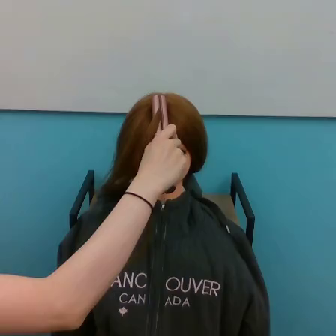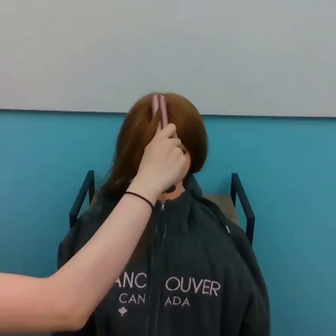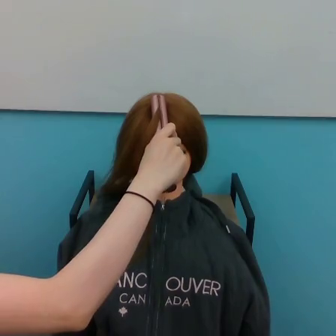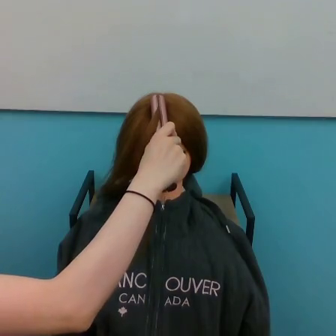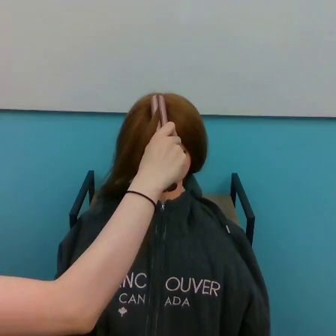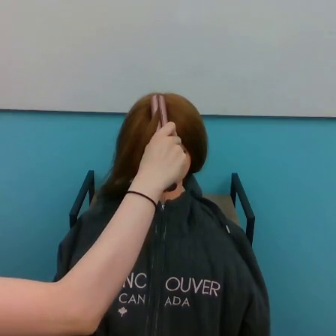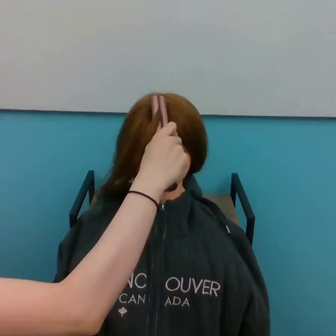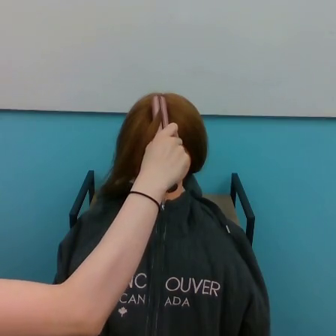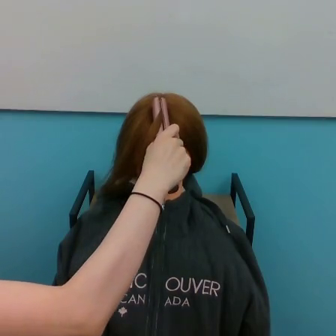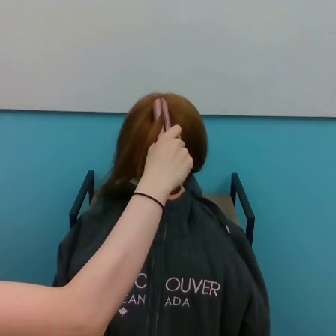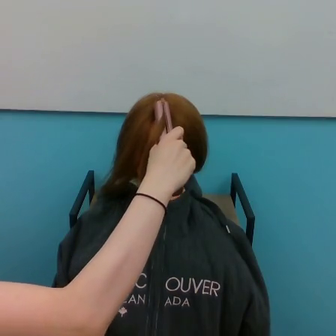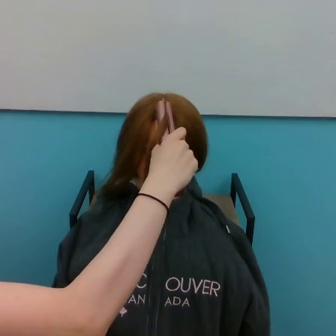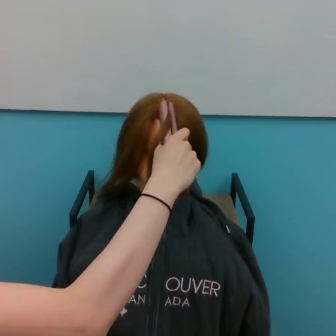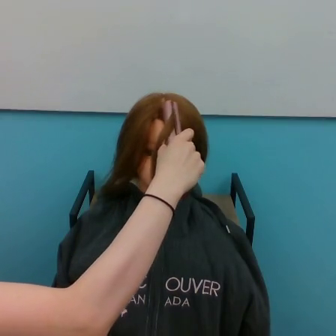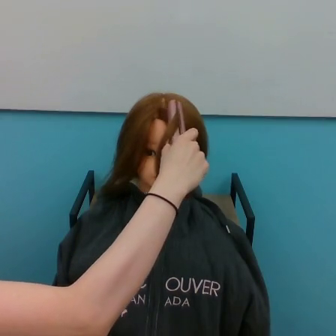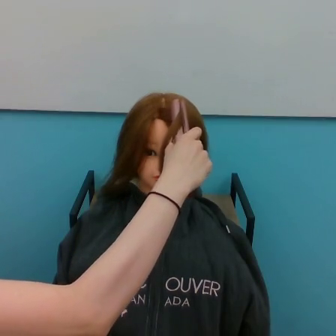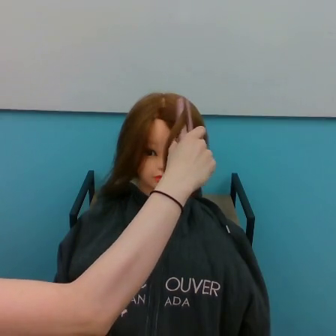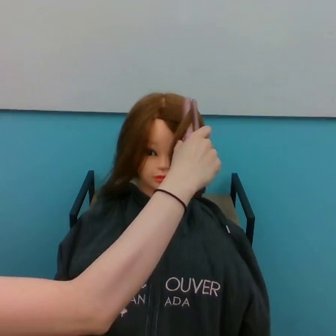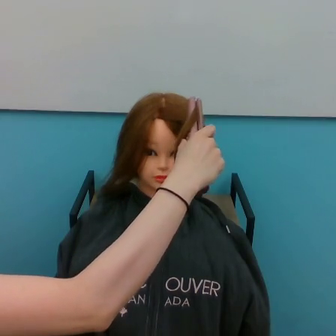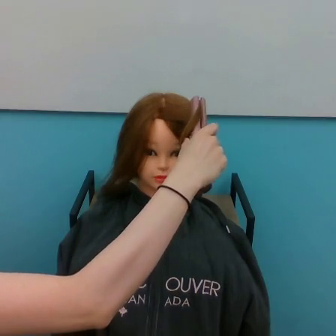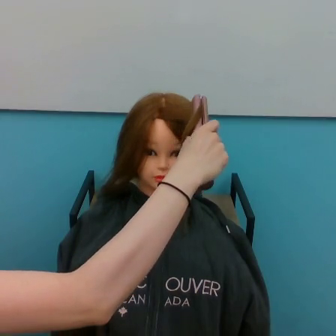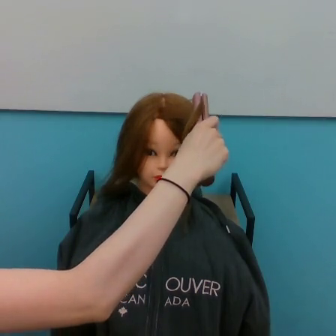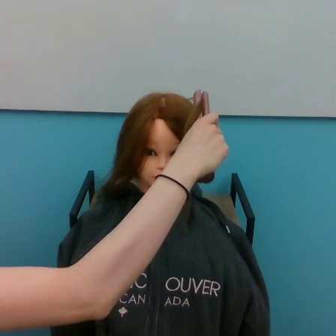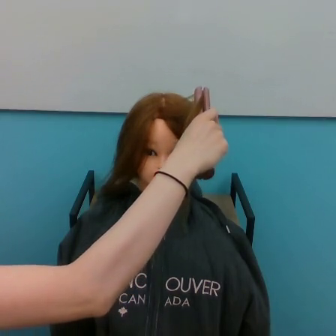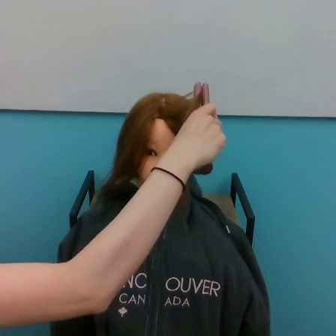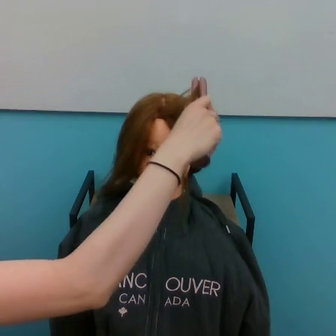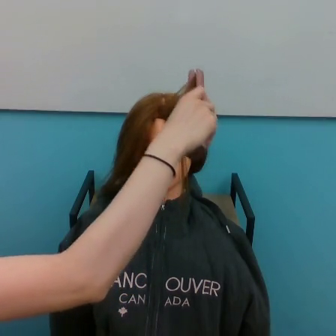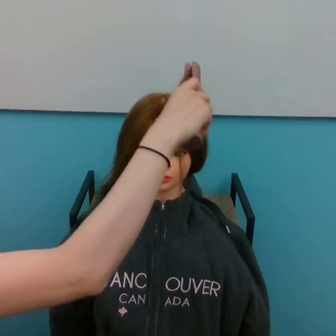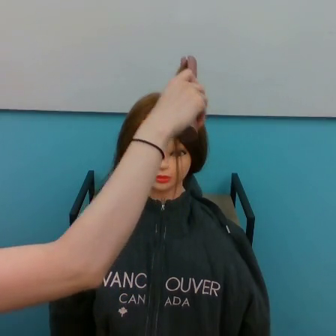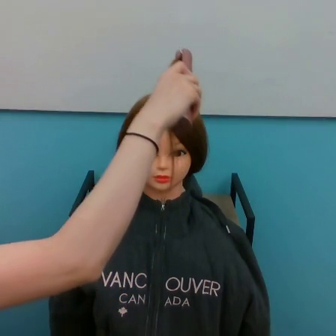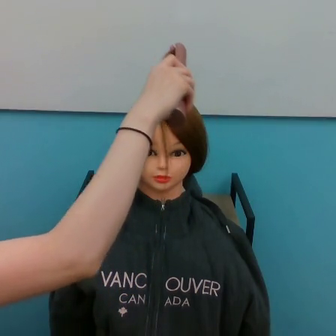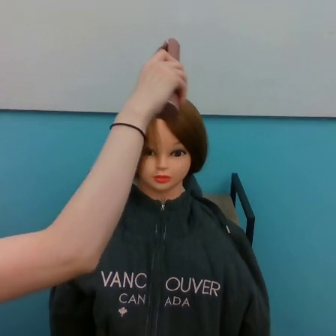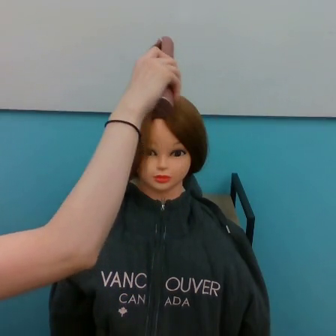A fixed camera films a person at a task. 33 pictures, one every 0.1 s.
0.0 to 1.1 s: The hand moves only a little.
1.1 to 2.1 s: The hand goes to the right.
2.1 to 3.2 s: The hand goes upward and to the left.
Task: straighten hair.
